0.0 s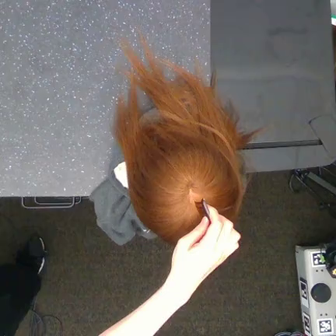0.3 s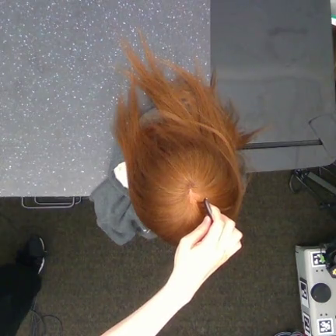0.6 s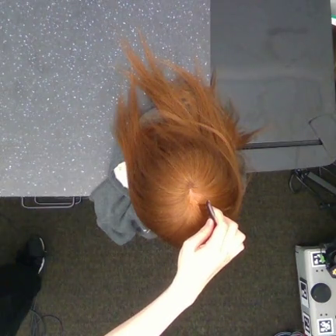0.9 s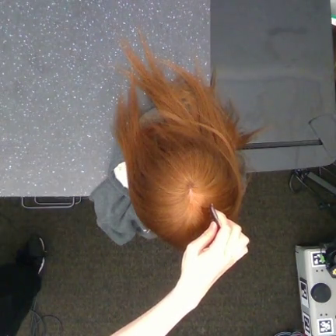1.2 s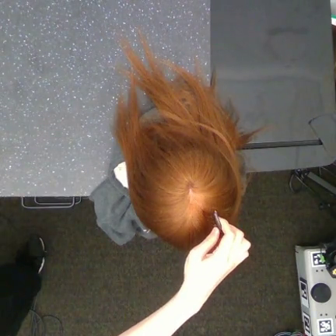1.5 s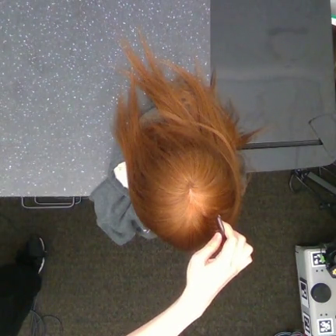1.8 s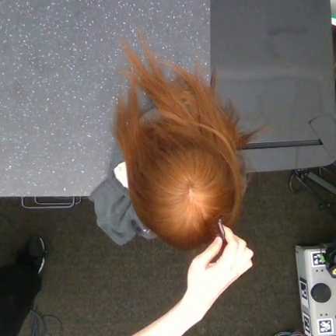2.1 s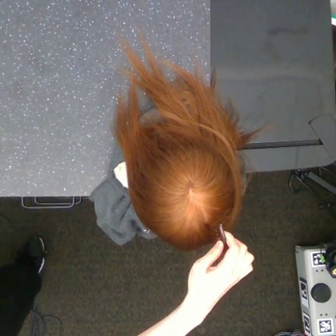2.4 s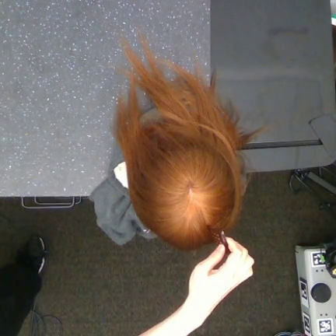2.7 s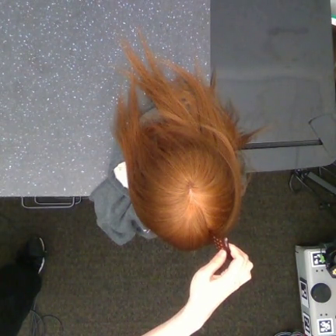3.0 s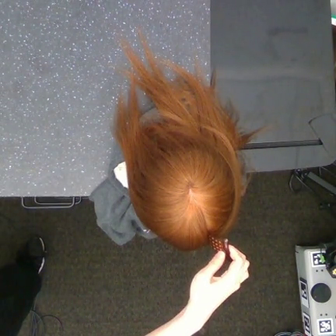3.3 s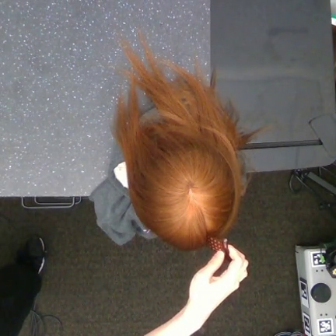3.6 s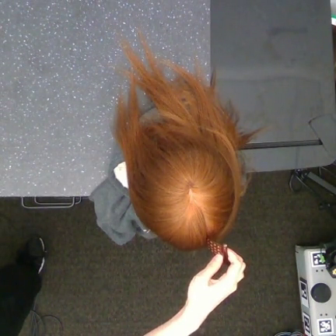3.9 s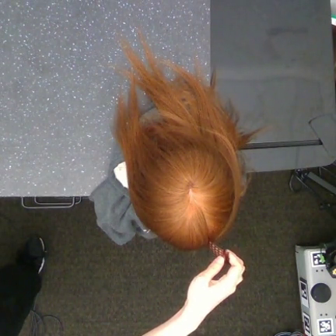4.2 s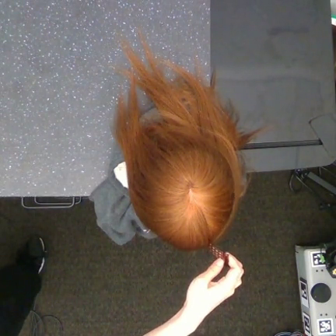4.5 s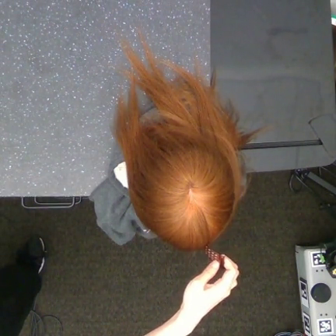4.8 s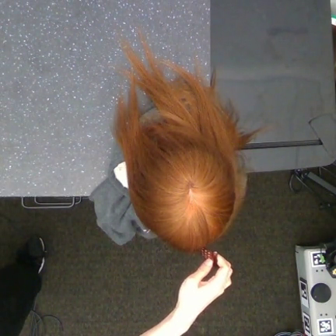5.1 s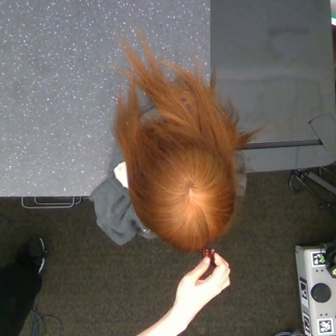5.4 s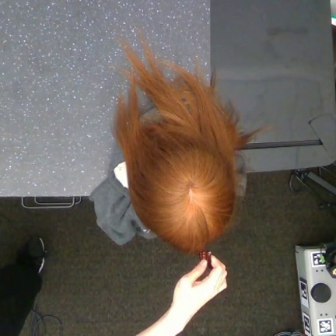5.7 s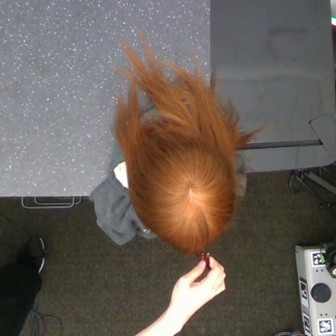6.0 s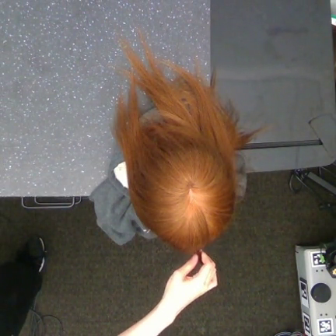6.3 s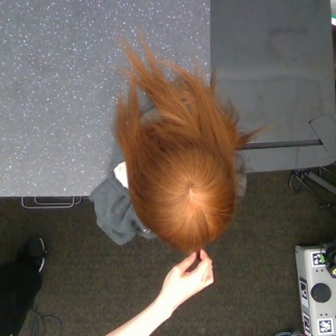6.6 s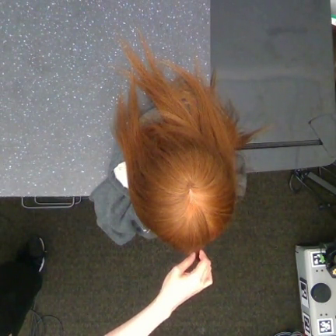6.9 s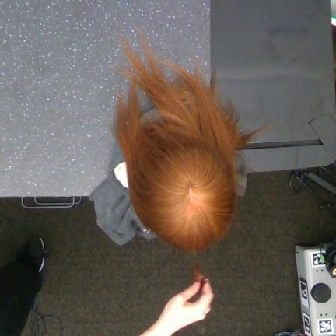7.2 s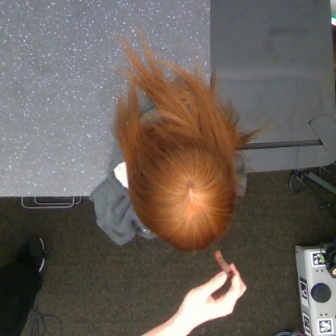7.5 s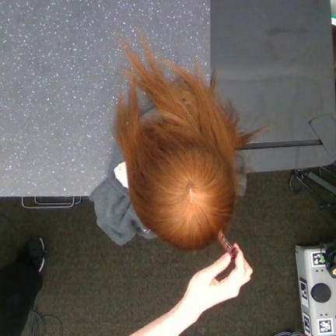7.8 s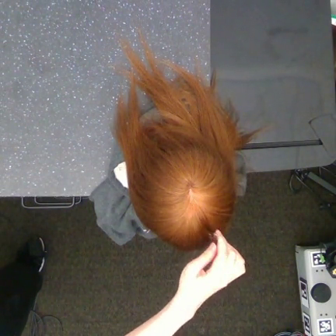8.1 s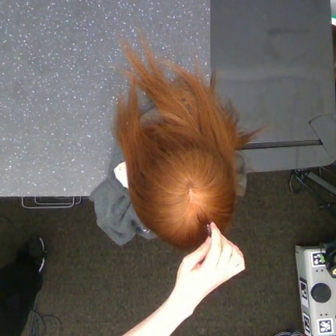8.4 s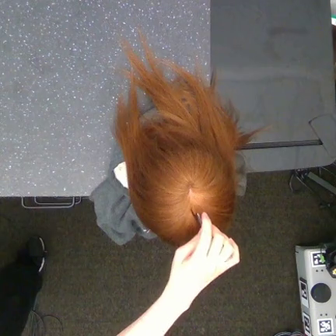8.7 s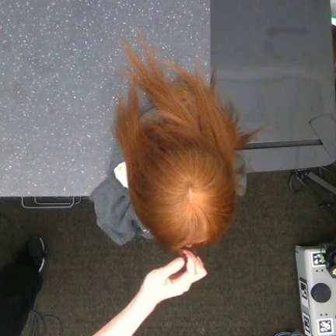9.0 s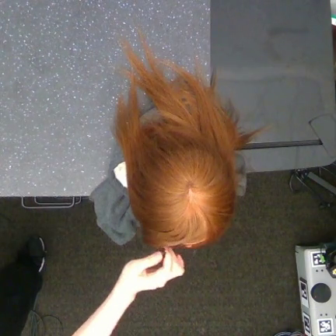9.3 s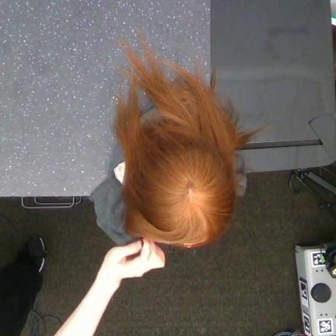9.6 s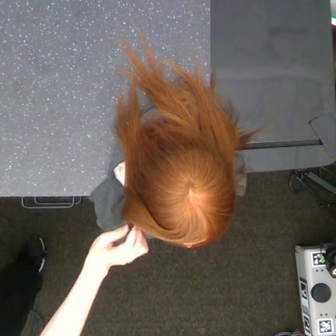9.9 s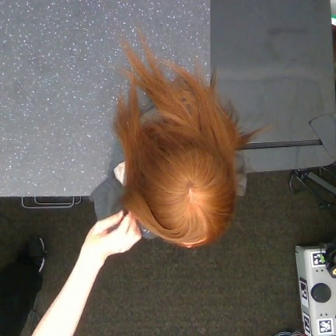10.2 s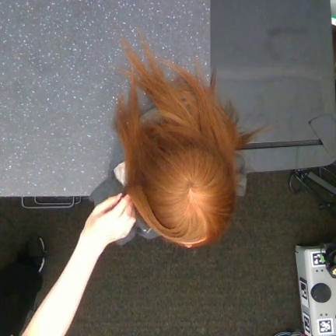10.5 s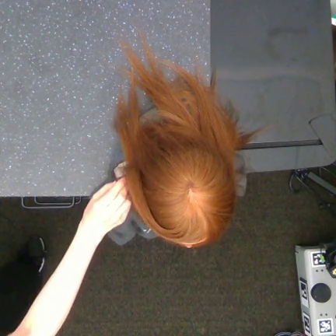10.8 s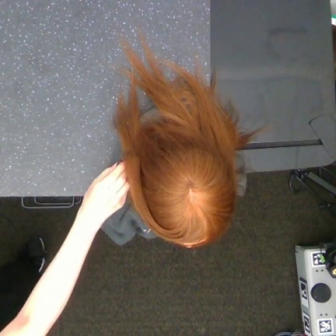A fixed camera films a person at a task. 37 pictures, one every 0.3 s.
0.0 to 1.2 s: The hand moves only a little.
1.2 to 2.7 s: The hand goes downward.
2.7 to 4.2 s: The hand moves only a little.
4.2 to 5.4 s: The hand goes to the left.
5.4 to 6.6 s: The hand moves only a little.
6.6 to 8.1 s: The hand goes downward, then upward and to the right.
8.1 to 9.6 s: The hand goes to the left.
9.6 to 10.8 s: The hand goes upward.
Task: part hair.
Motion: make a half circular motion clockwise, move upward and to the right, move downward and to the right shortly, then move upward and to the left.
